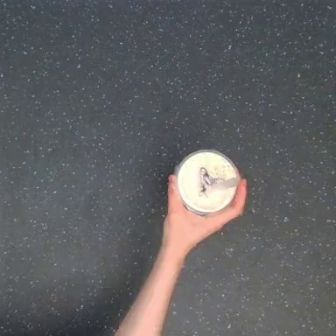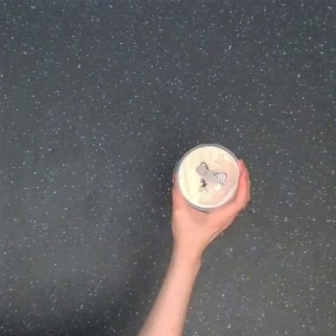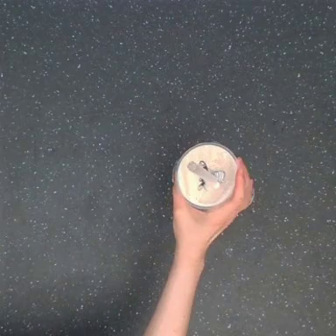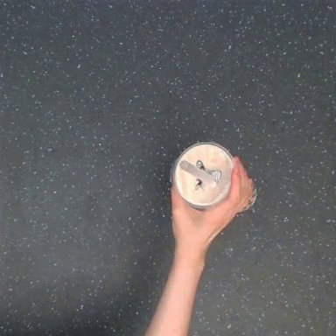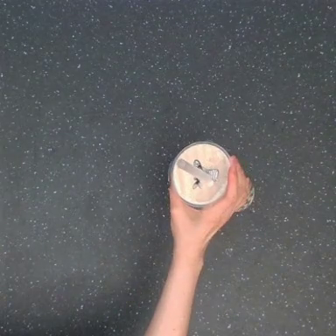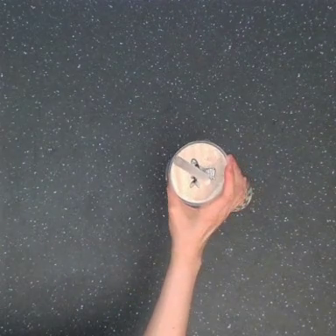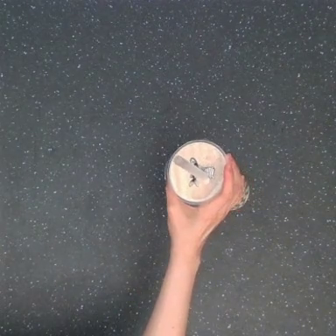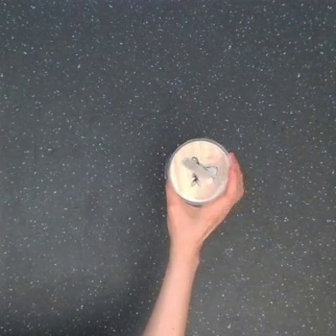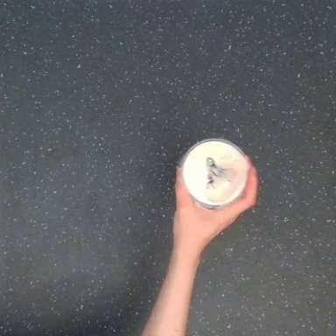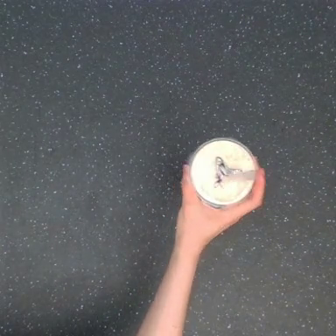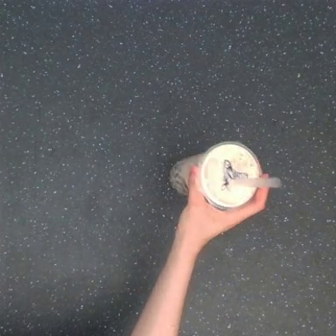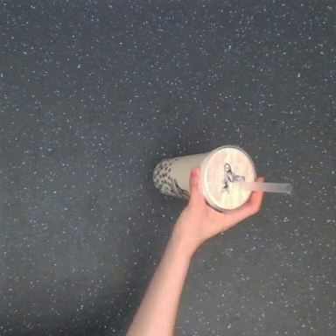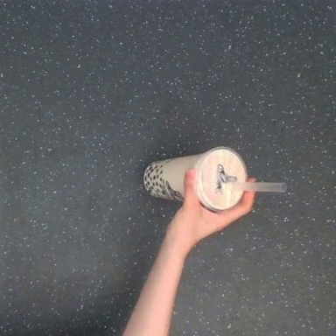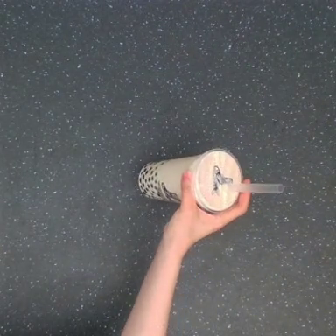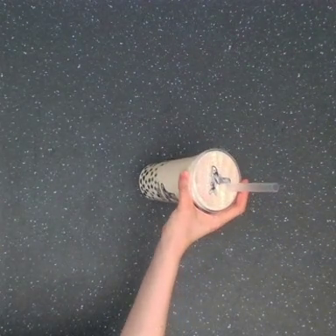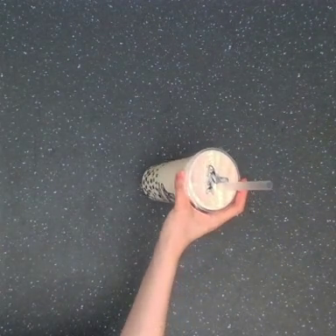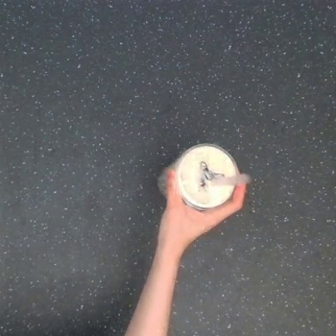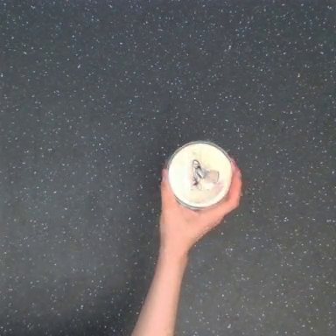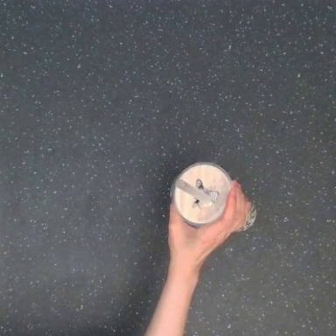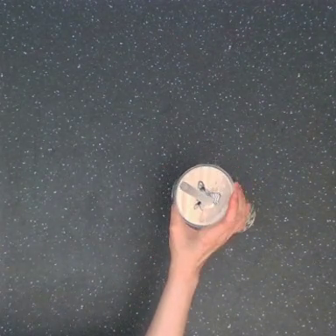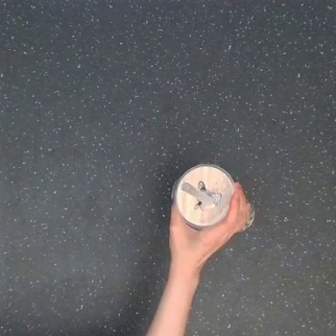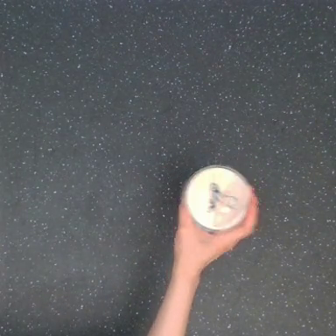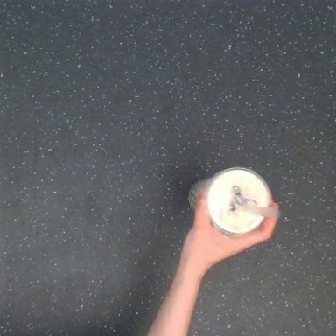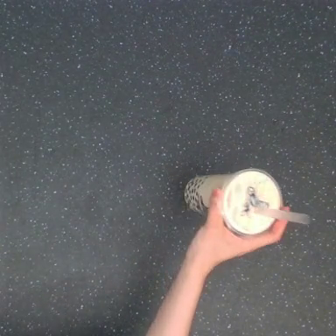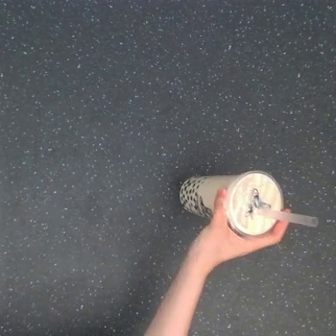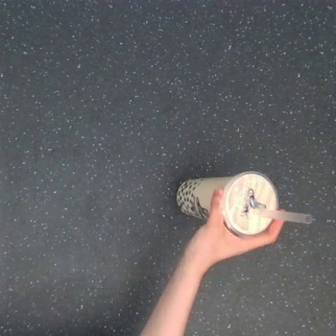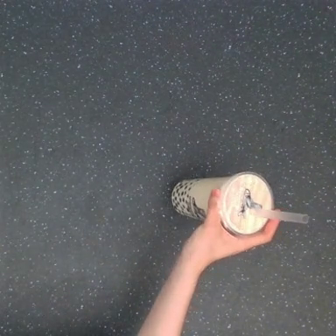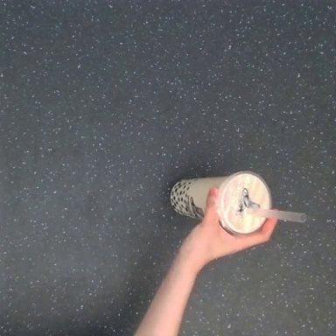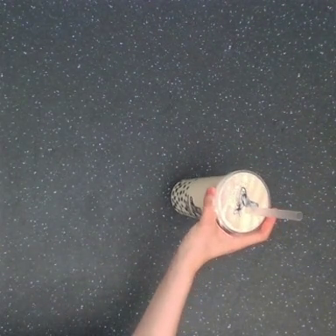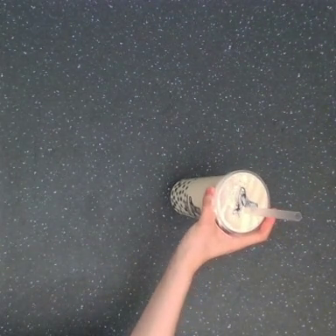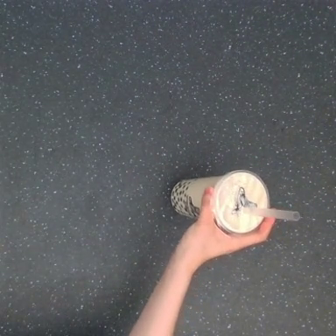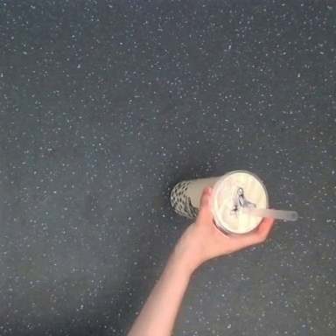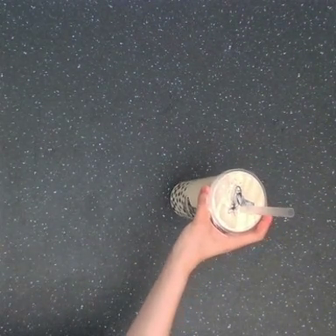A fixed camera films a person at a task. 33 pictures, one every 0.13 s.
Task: shake the boba.
Motion: rotate the object counter-clockwise, then reverse it to rotate it clockwise, repeating this sequence 2 times.
0.00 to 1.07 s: The hand moves only a little.
1.07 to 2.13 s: The hand goes to the left, on a clockwise arc.
2.13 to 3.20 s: The hand goes to the right and downward, on a counterclockwise arc.
3.20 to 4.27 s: The hand goes to the left.
